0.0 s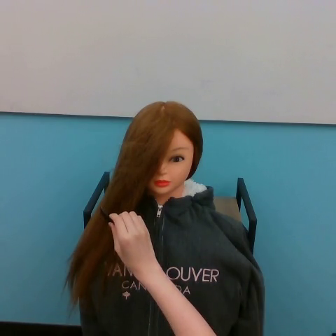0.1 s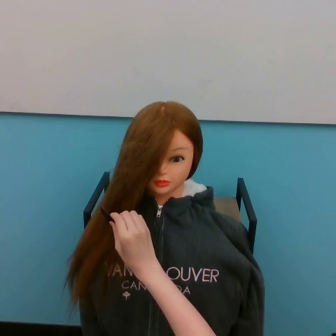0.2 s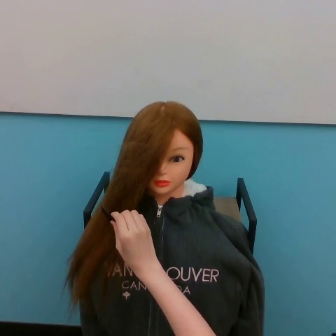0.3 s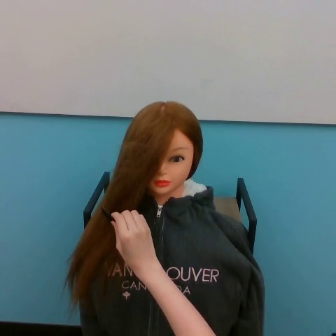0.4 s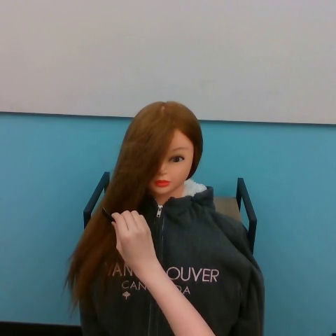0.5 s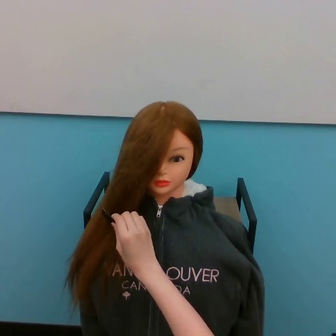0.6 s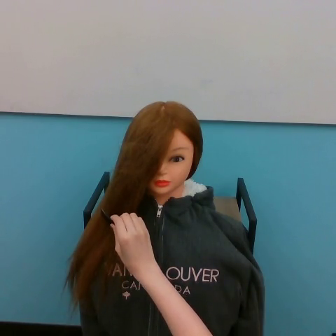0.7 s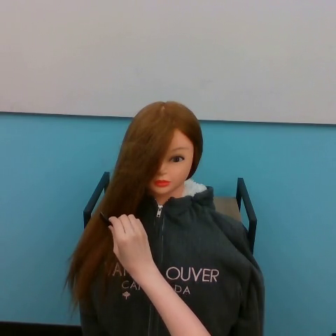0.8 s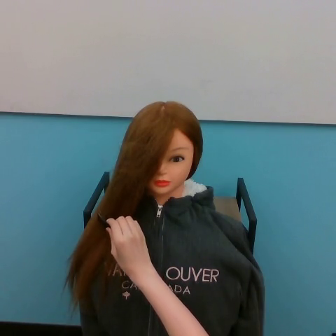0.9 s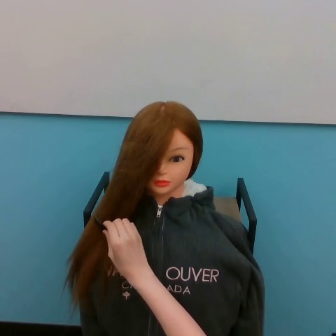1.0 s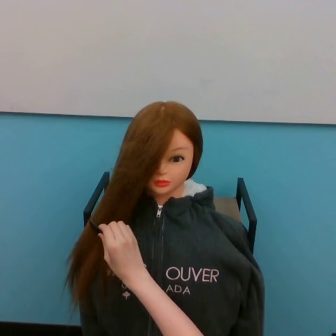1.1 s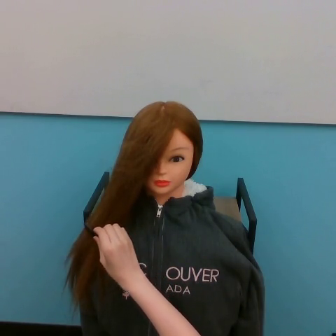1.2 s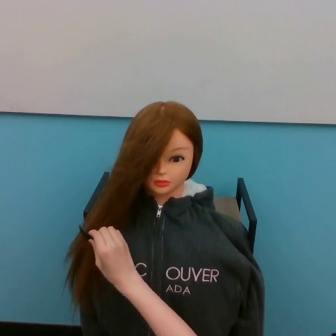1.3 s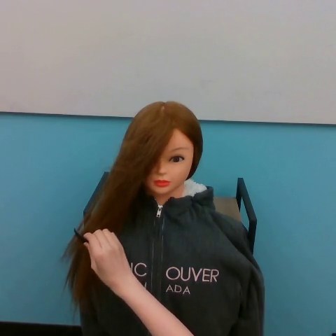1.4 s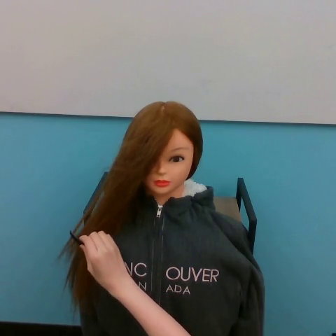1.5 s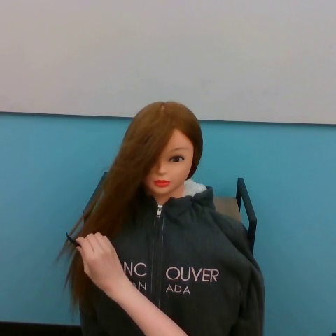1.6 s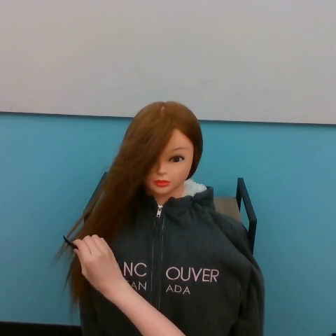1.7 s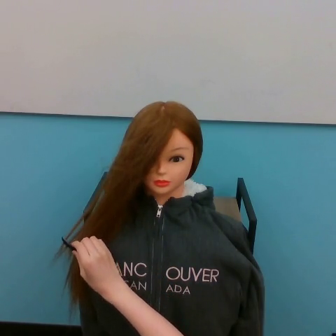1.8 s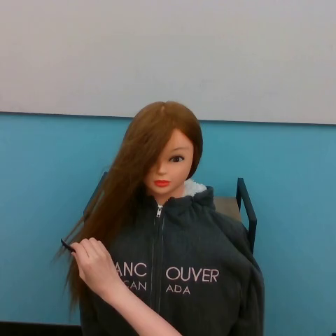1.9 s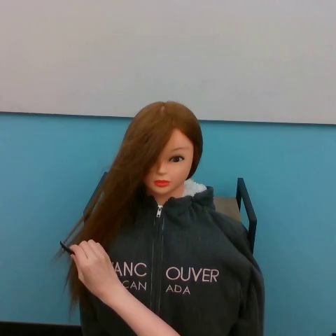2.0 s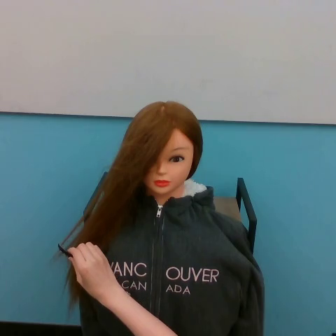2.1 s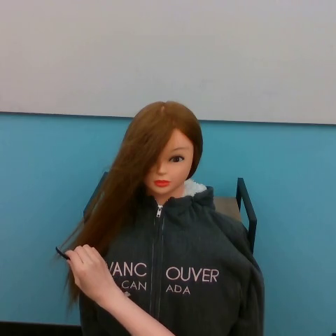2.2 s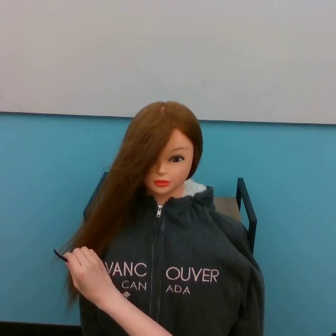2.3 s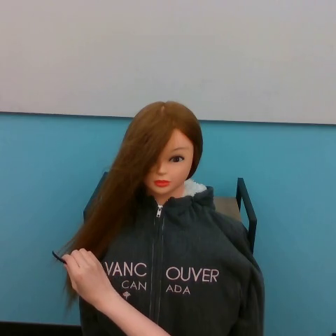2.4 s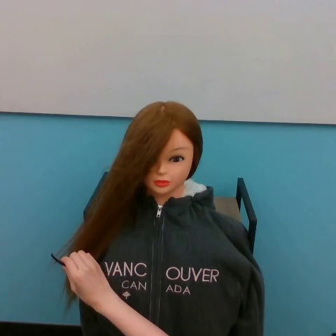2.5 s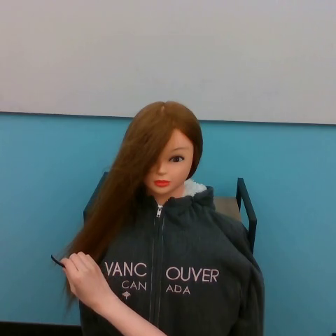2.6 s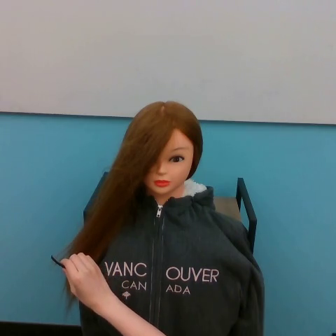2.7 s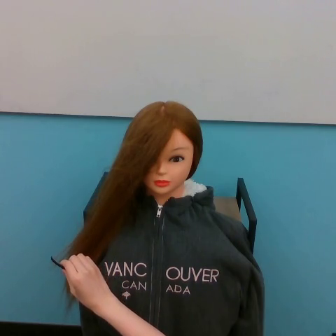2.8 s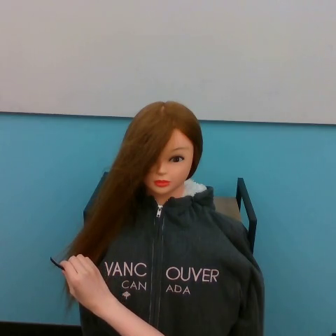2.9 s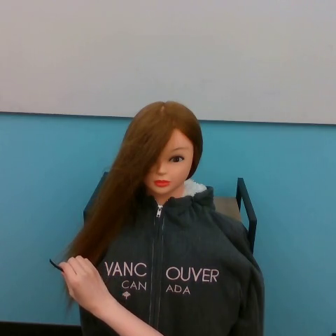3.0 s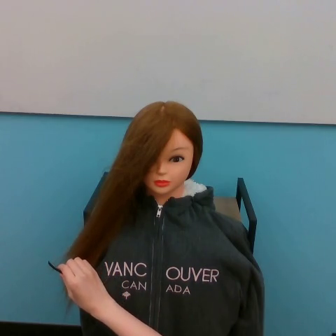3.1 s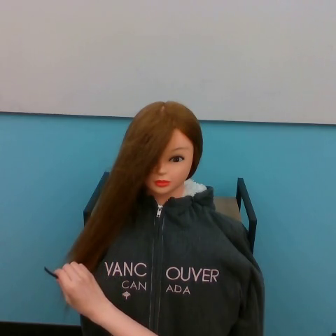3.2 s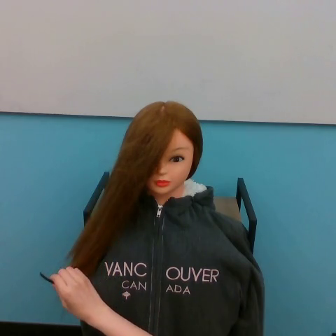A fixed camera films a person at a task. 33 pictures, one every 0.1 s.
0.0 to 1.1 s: The hand goes to the left.
1.1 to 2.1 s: The hand goes to the left and downward.
2.1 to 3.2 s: The hand goes downward and to the left.
Task: brush hair.
